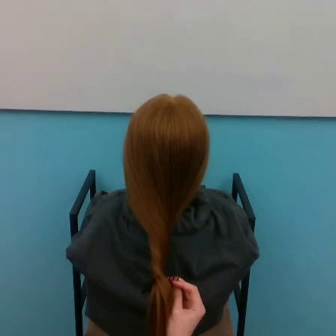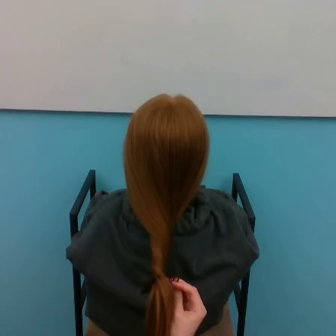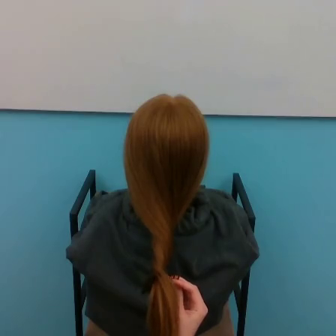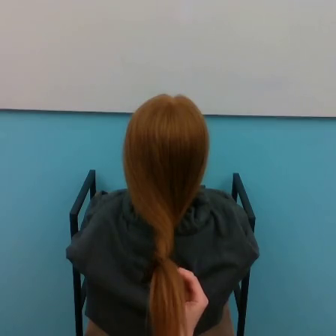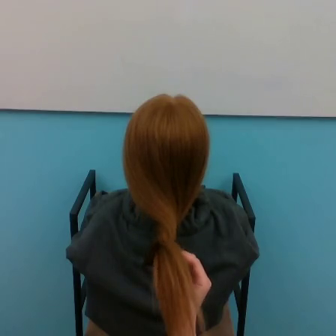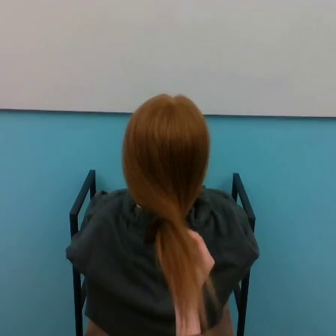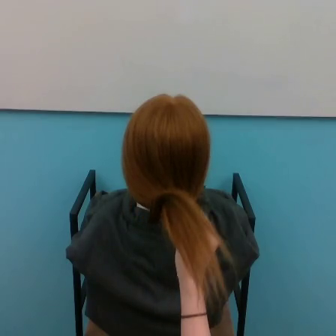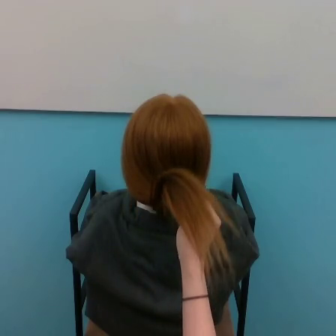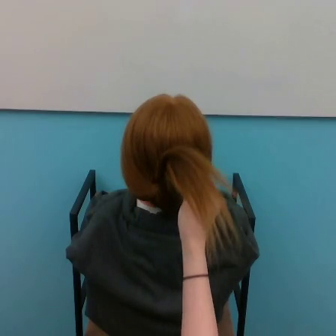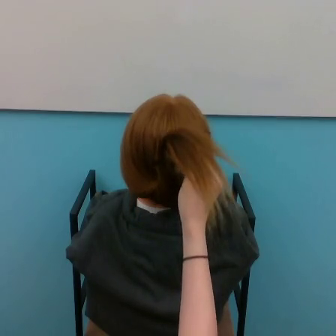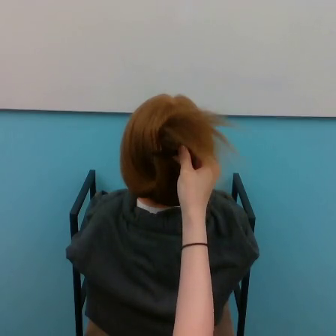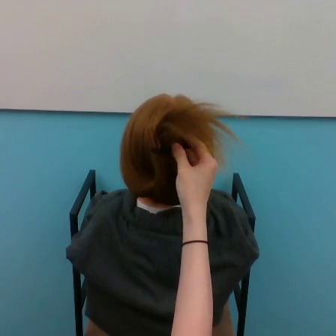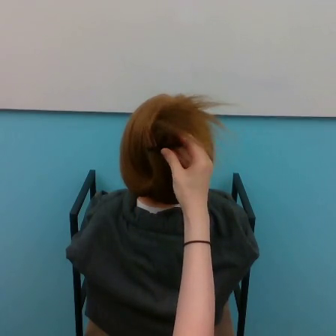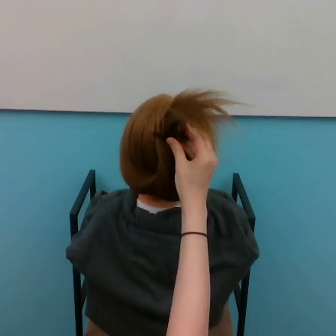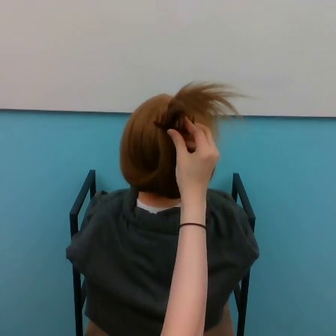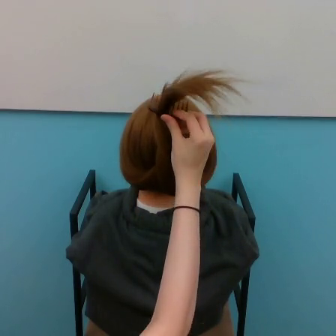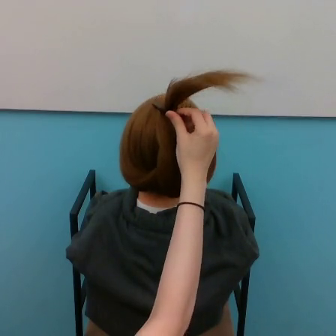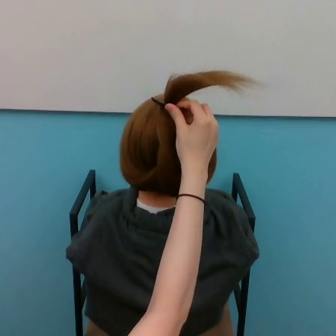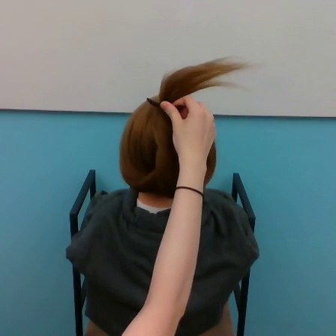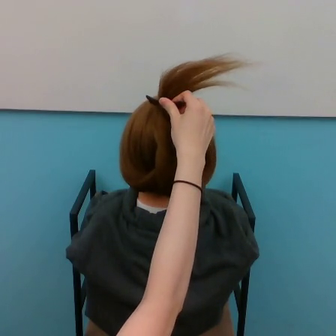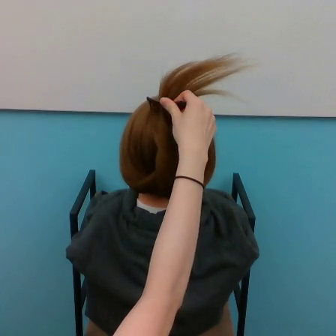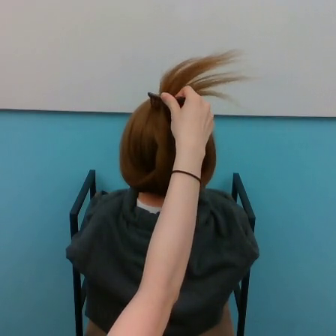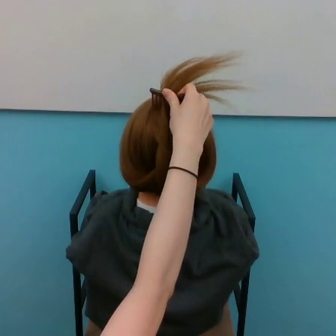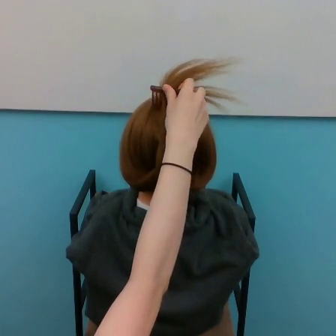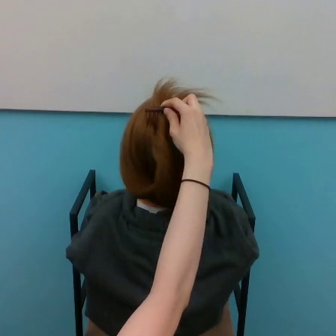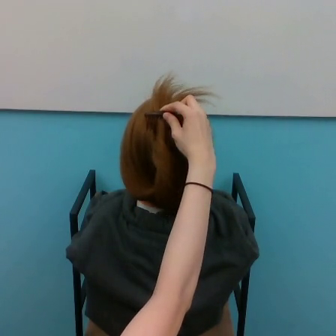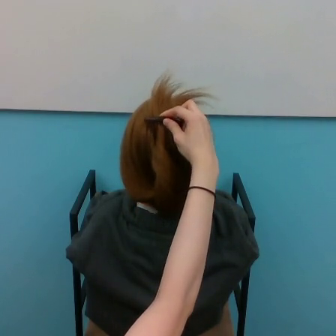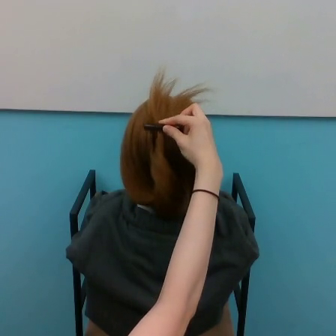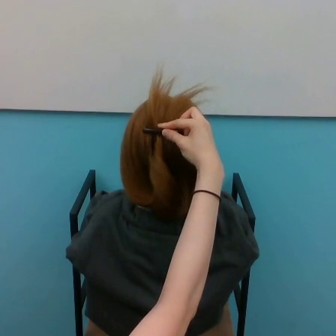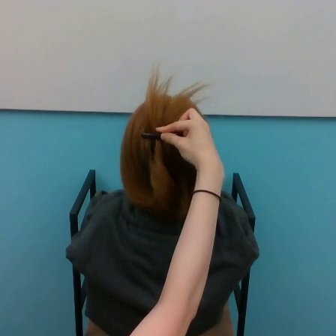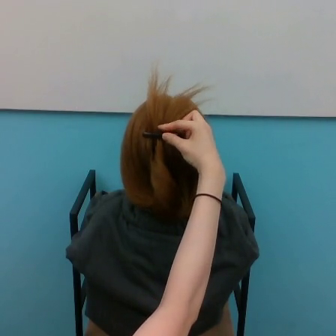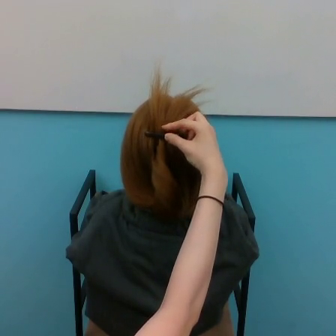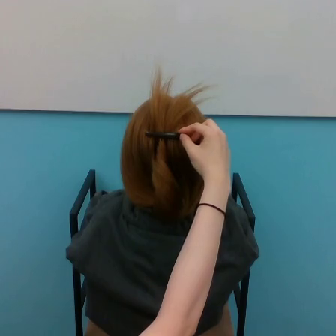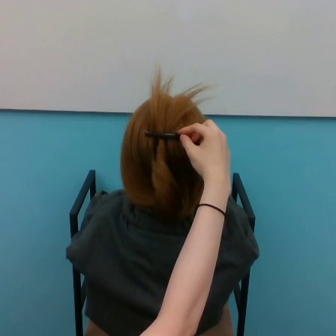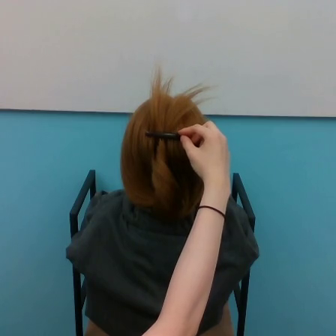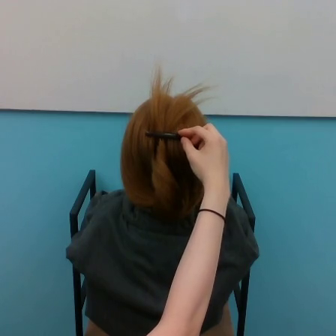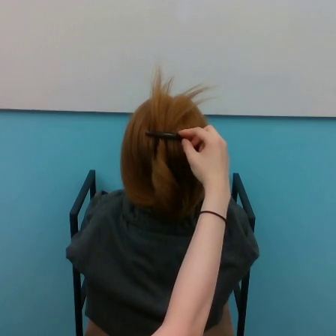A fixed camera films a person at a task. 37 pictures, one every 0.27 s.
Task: style hair.
Motion: move upward, and move downward shortly.
0.00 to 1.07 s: The hand goes upward.
1.07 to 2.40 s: The hand goes upward.
2.40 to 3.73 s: The hand goes upward.
3.73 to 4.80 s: The hand goes upward.
4.80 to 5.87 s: The hand moves only a little.
5.87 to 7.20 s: The hand goes downward.
7.20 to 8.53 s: The hand goes to the right and downward.
8.53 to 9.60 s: The hand moves only a little.
